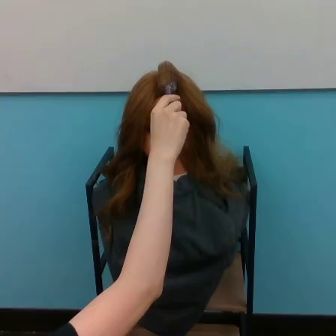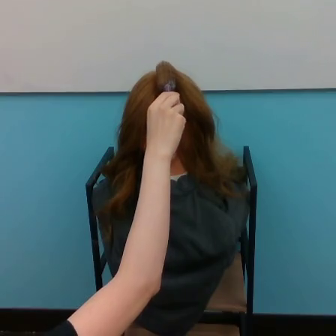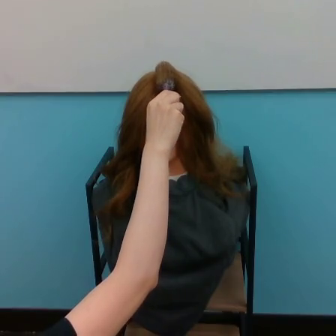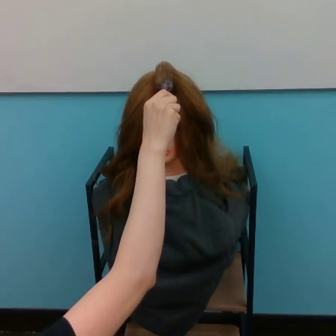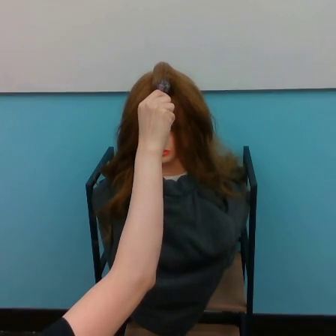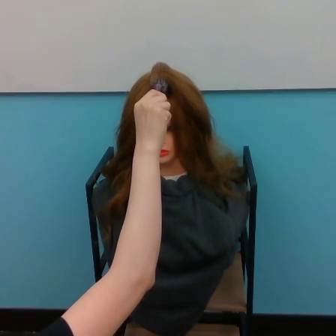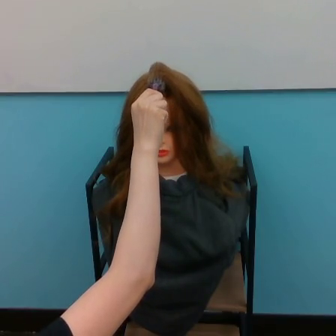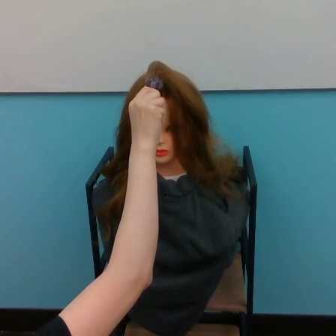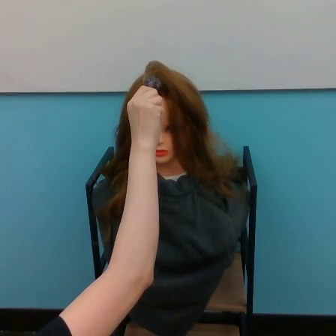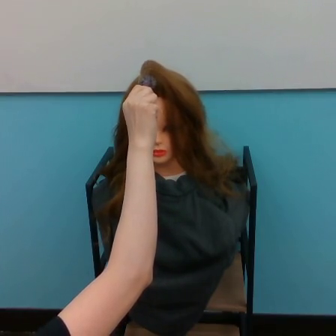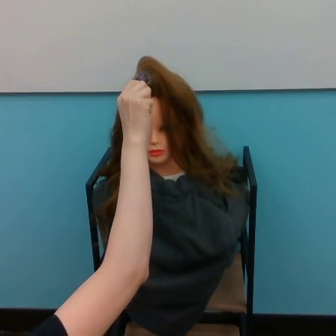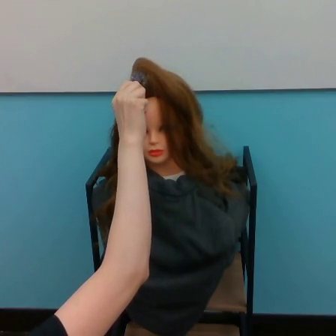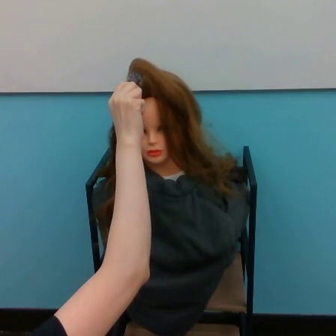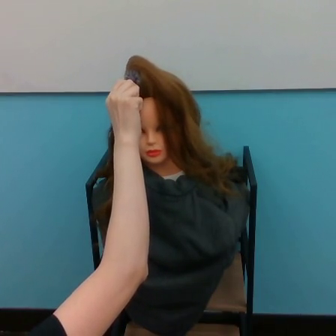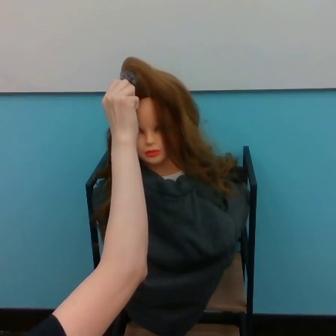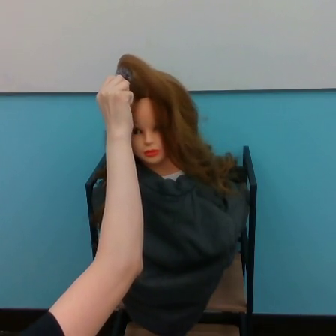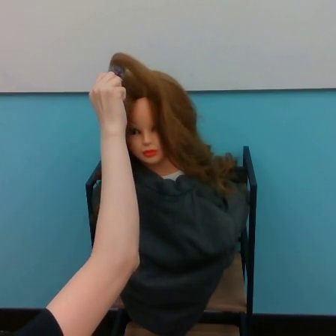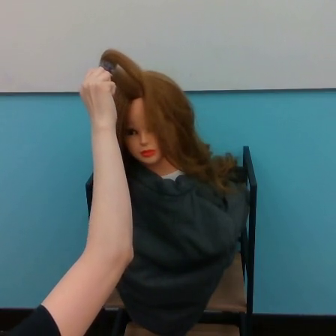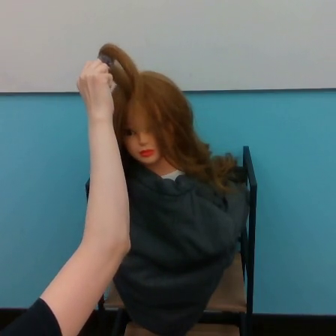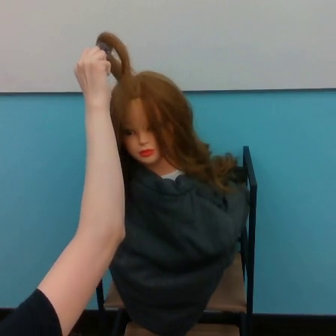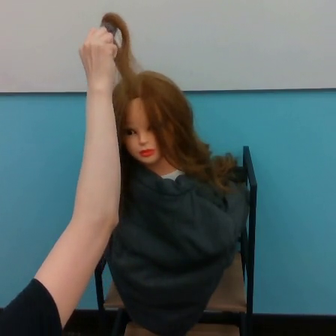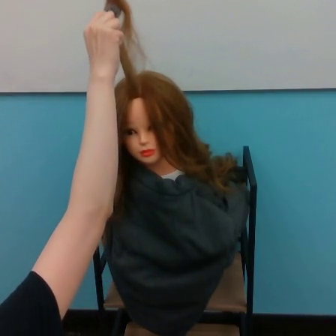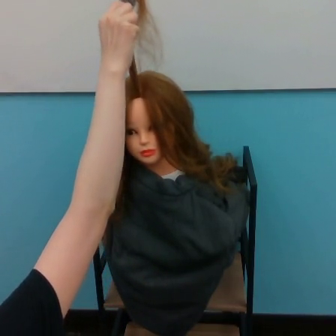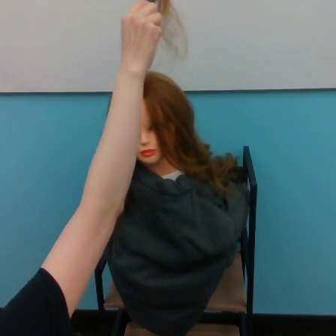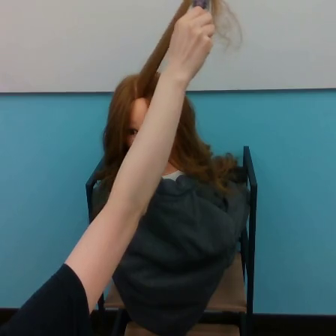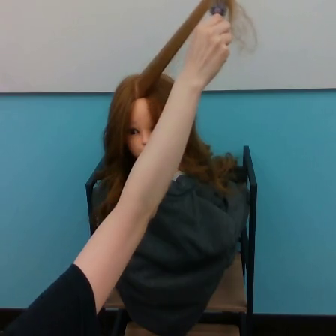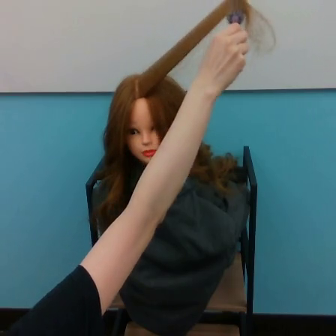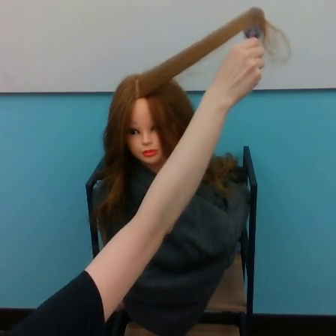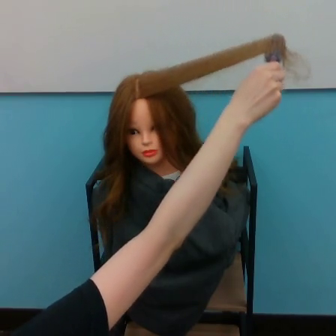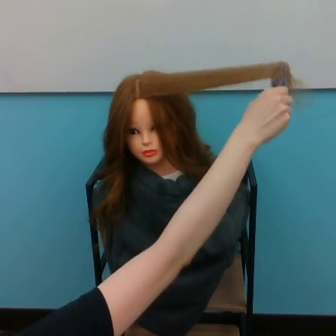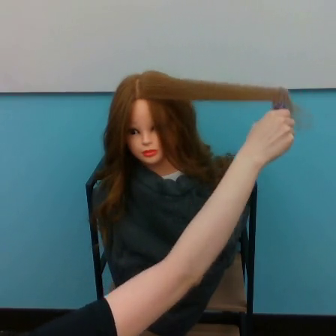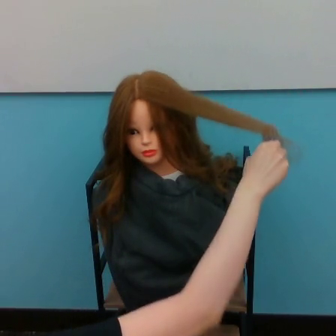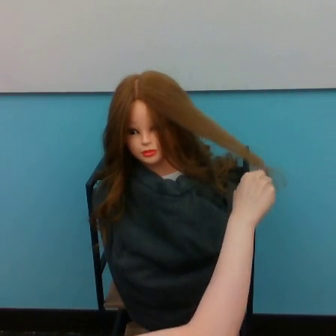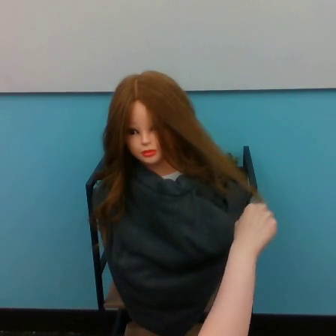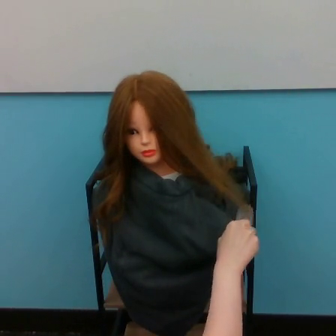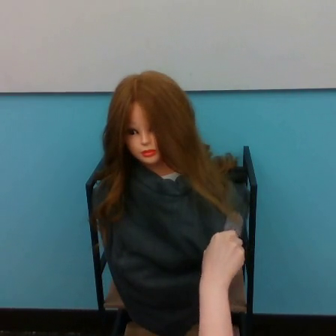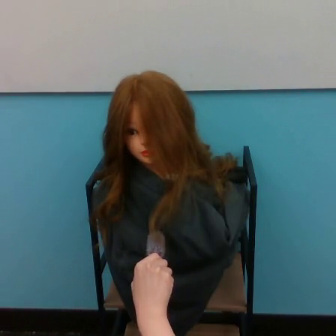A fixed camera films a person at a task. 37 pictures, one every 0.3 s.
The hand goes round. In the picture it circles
clockwise.
0.0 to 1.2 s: The hand moves only a little.
1.2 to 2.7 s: The hand goes to the left.
2.7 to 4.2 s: The hand goes to the left.
4.2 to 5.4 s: The hand goes to the left and upward.
5.4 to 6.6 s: The hand goes upward and to the right.
6.6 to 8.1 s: The hand goes to the right.
8.1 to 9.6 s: The hand goes downward.
9.6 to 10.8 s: The hand goes to the left and downward.
In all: It circles clockwise, turning through about 360 degrees.
Task: volume hair.
Motion: make a circular motion clockwise, gradually increasing the radius of the circle.
